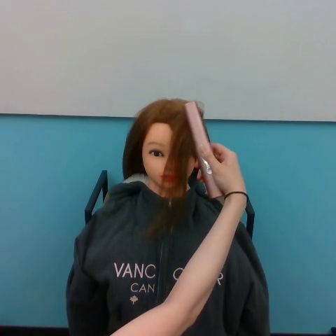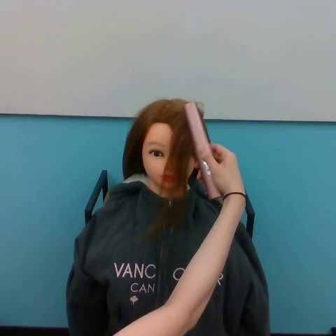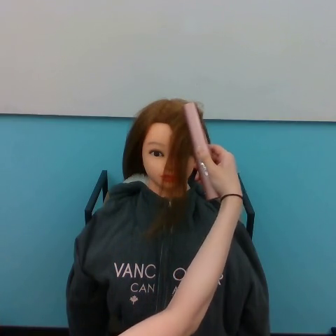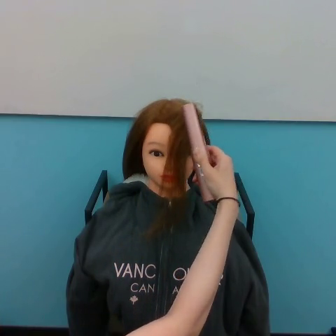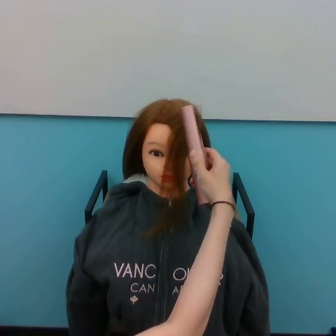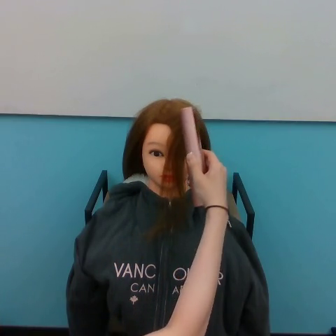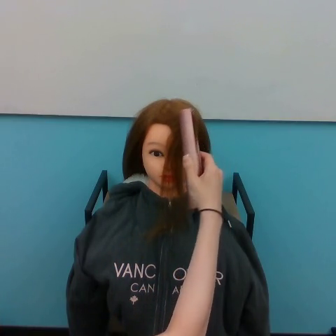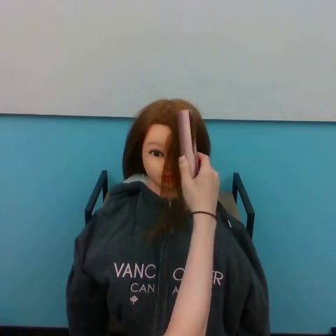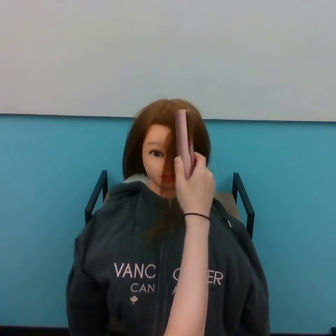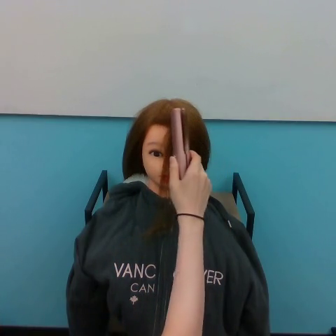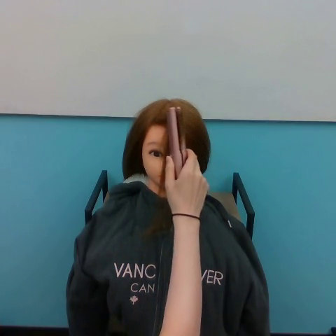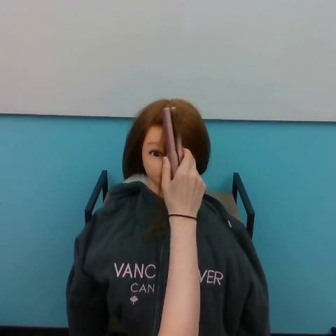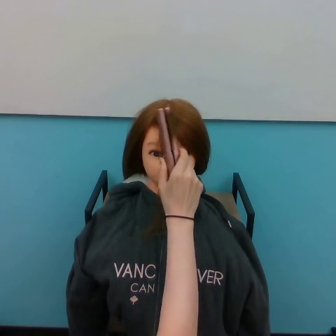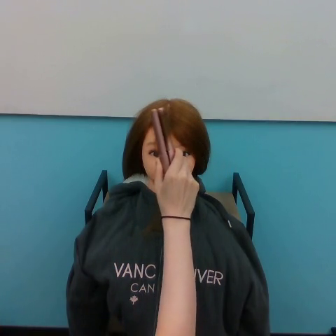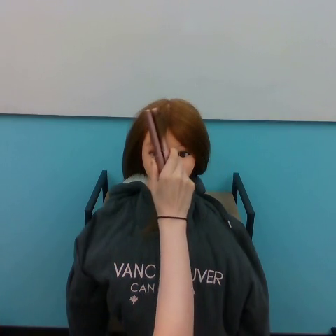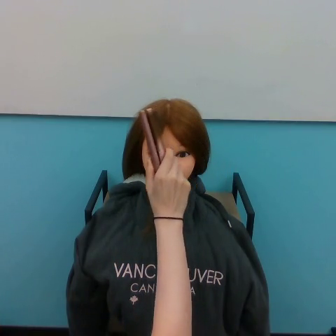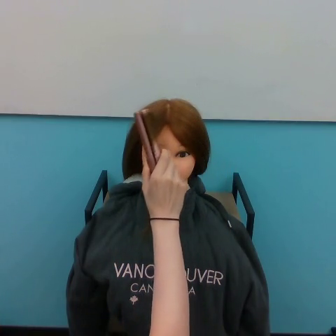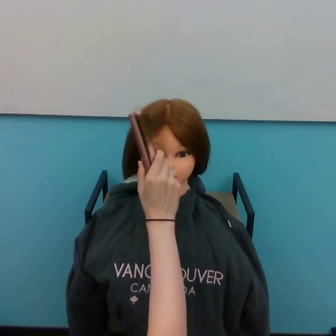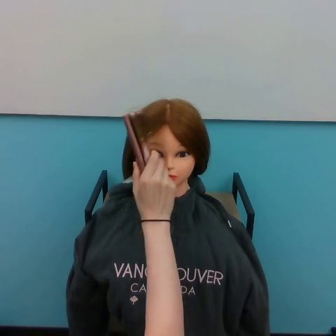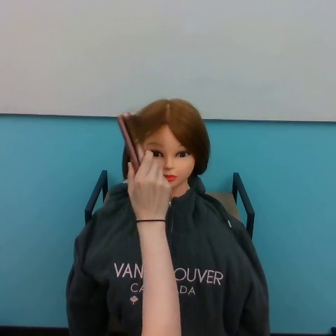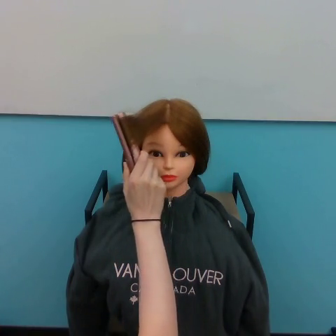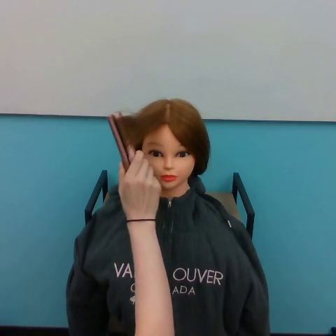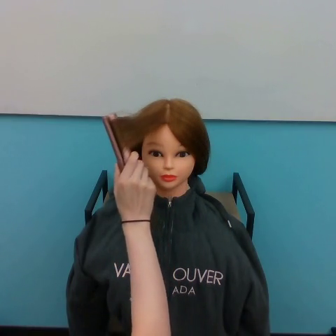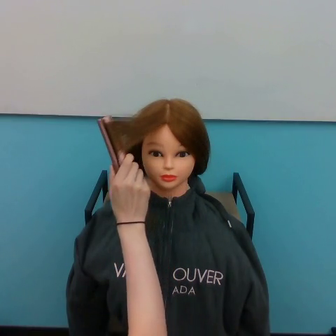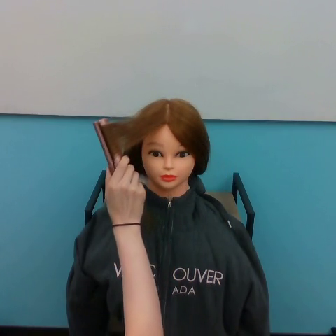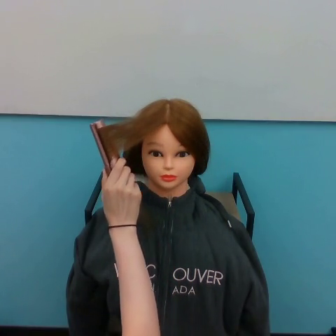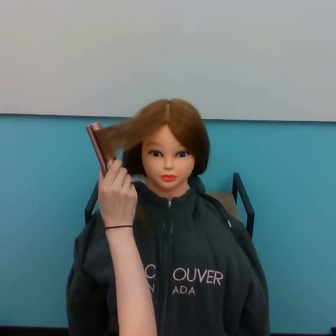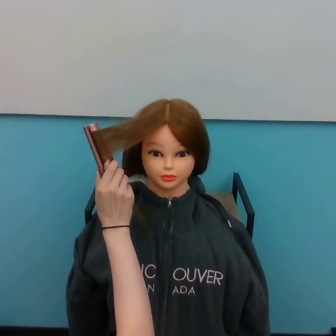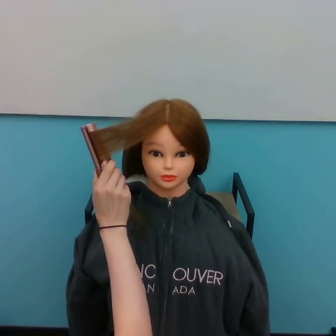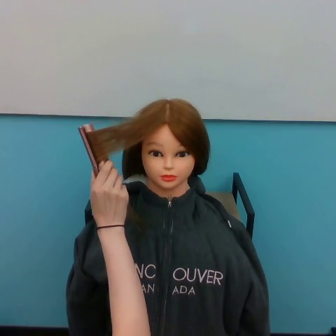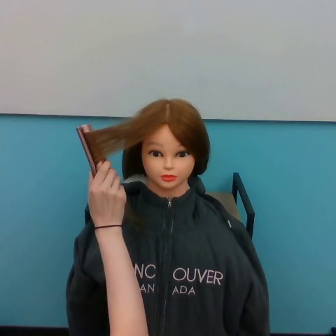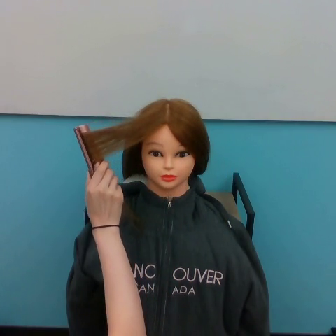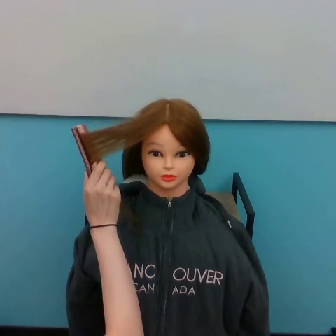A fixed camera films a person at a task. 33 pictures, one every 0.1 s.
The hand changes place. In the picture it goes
to the left.
0.0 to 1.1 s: The hand goes to the left.
1.1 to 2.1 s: The hand goes to the left.
2.1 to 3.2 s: The hand goes to the left.
Task: straighten hair.
